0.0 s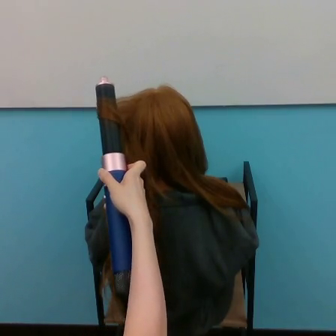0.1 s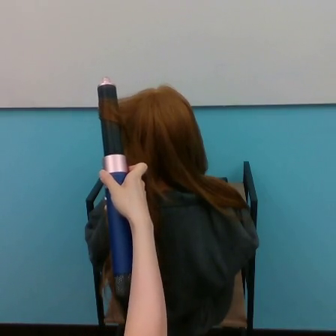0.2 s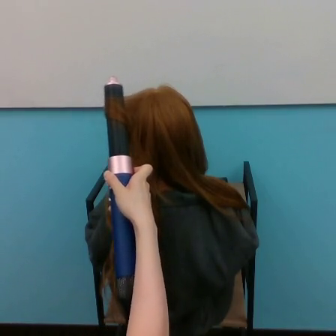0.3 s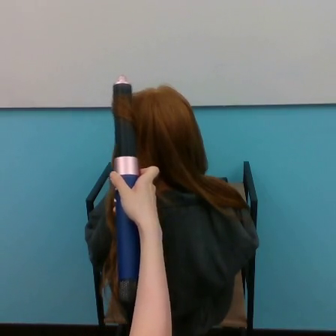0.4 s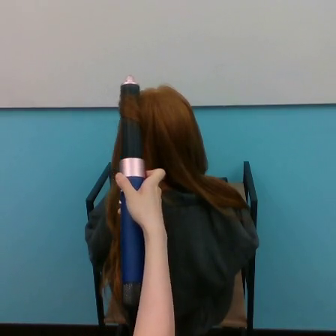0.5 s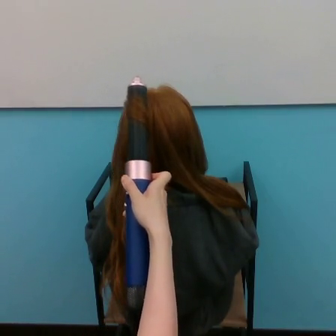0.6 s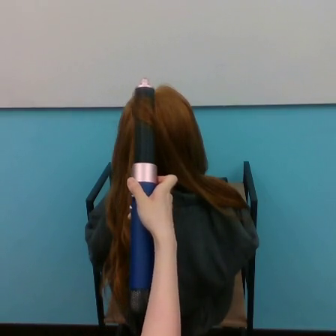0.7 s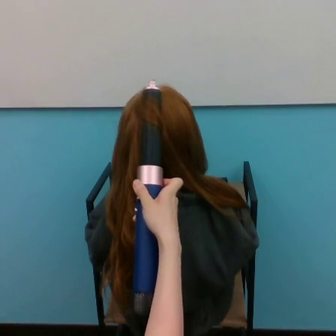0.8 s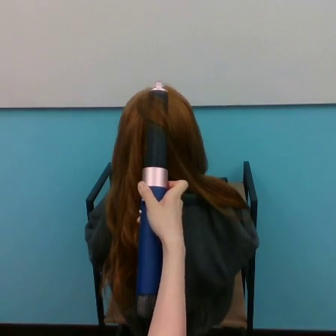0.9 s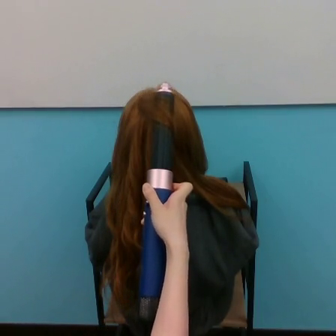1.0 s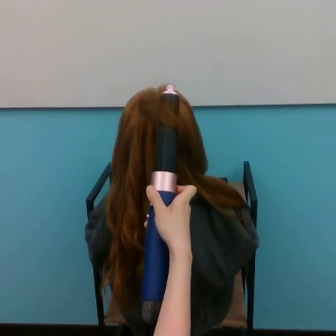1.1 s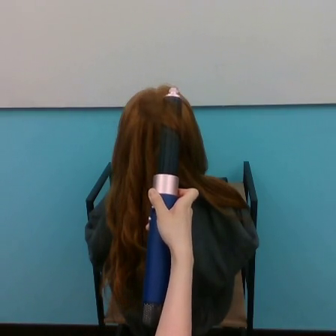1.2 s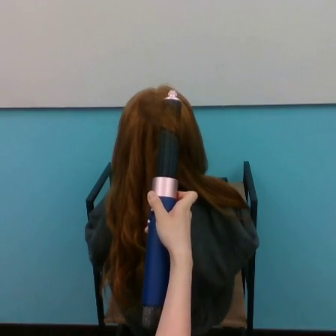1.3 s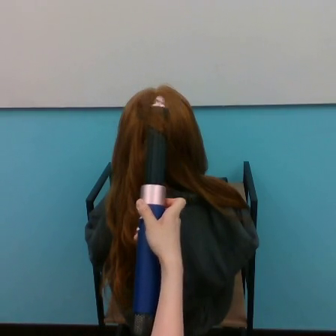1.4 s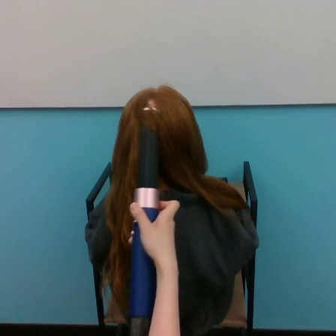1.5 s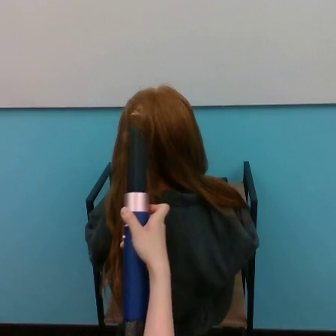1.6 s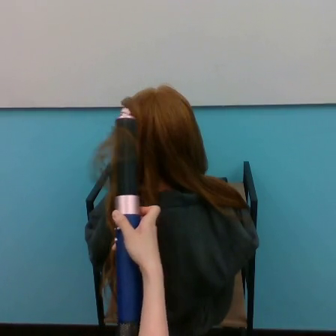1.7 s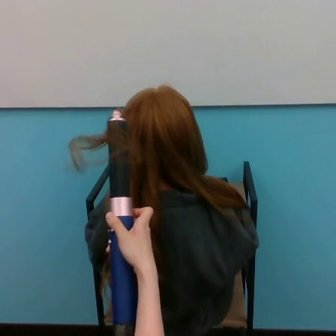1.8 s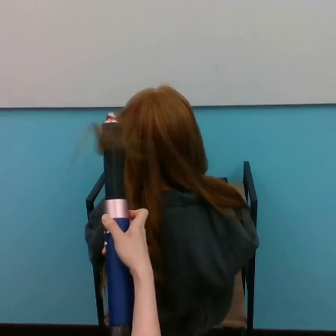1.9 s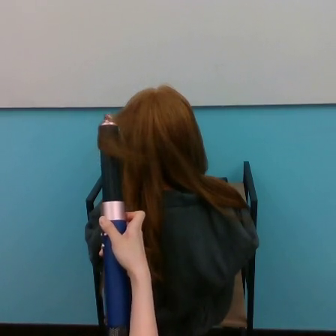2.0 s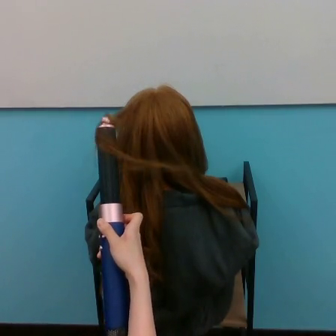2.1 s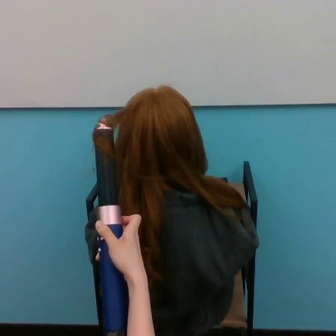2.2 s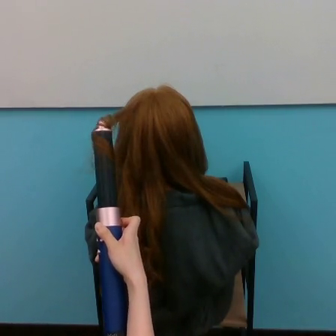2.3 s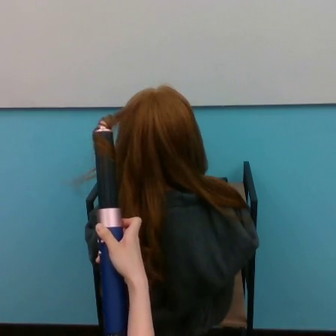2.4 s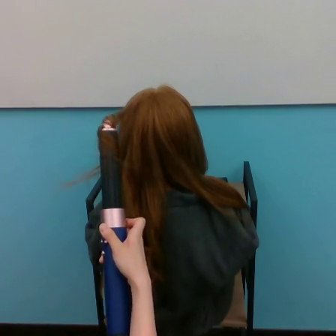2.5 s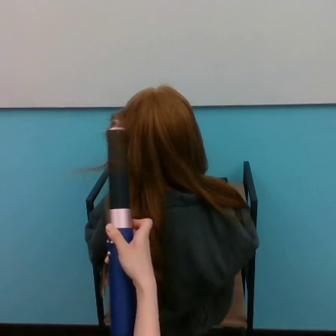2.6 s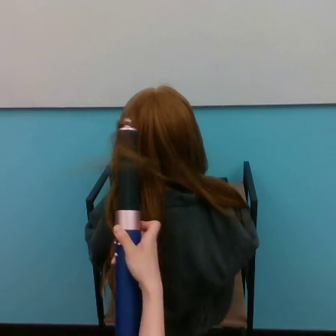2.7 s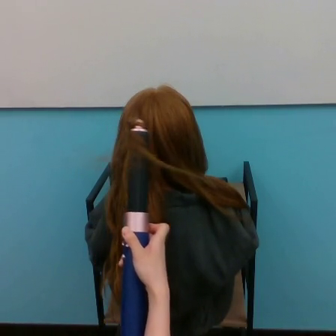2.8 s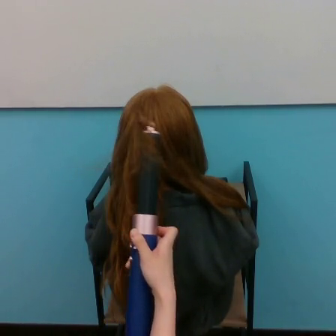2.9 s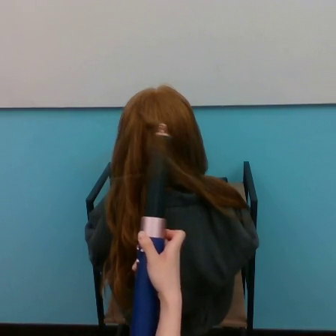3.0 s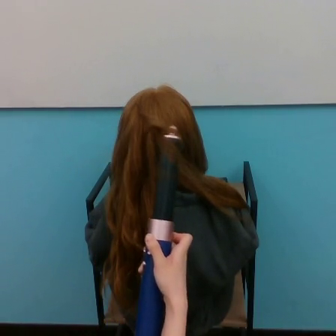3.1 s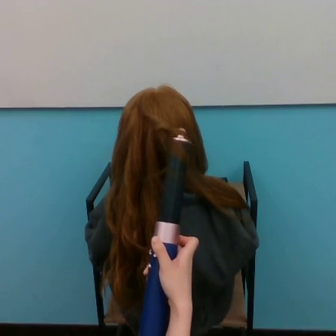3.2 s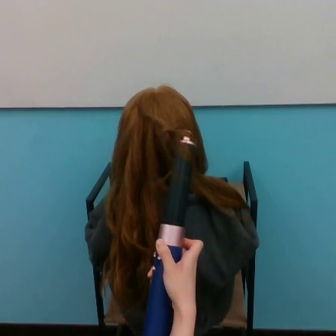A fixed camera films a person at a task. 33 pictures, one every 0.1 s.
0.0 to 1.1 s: The hand goes to the right and downward.
1.1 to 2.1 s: The hand goes to the left and downward.
2.1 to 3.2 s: The hand goes to the right and downward.
Task: curl hair.
